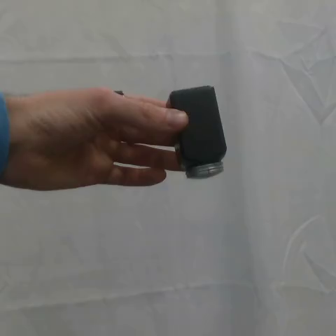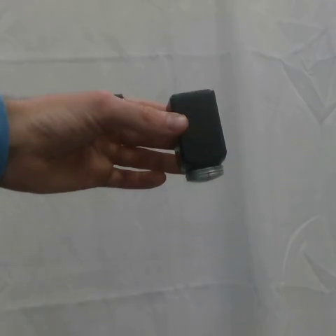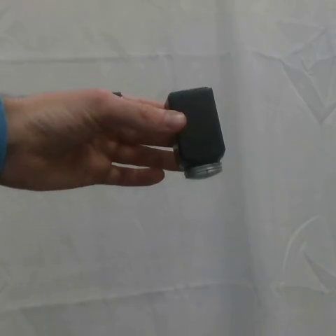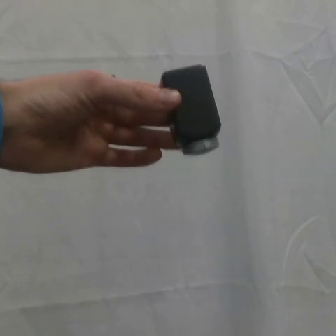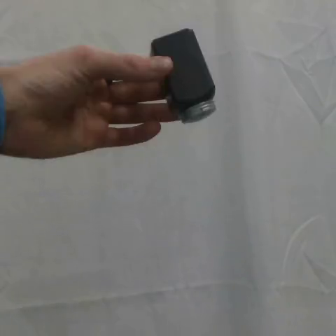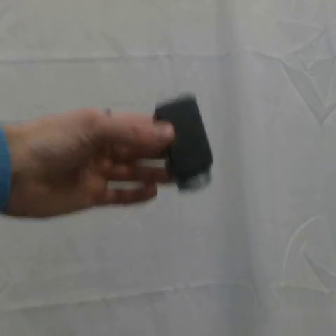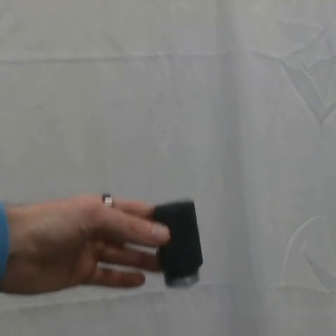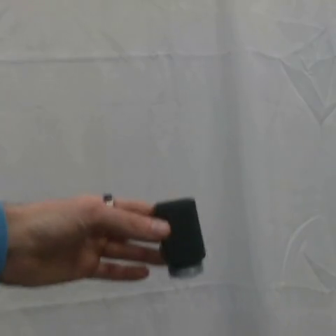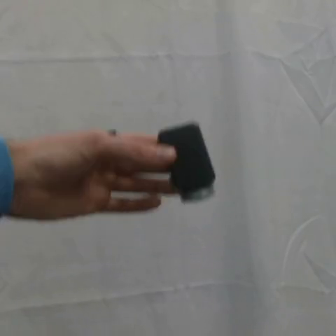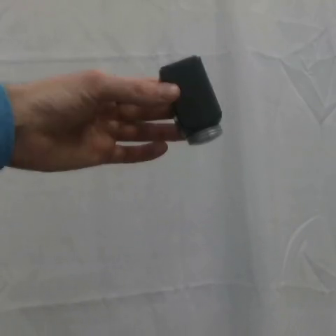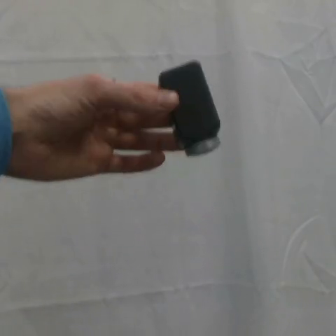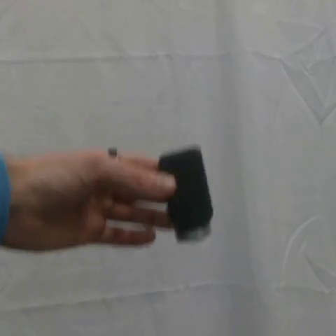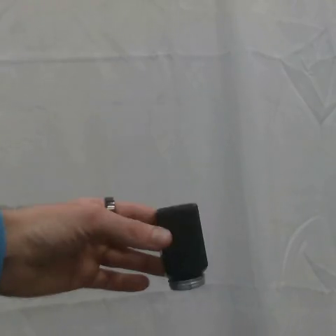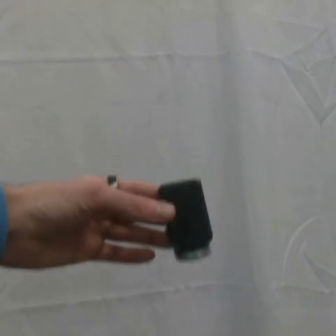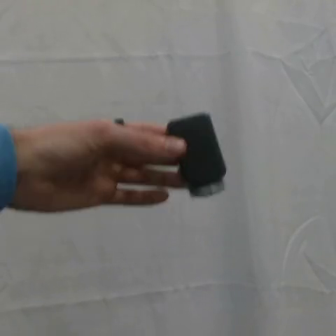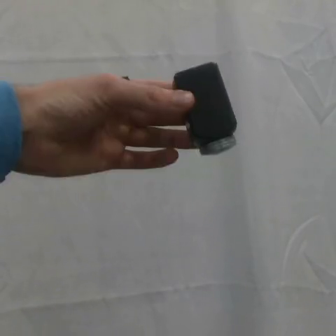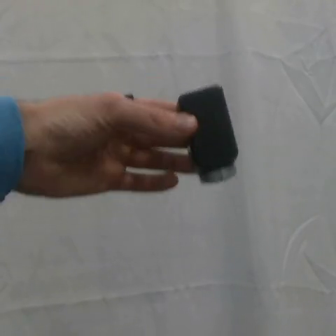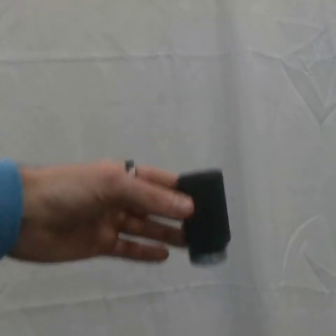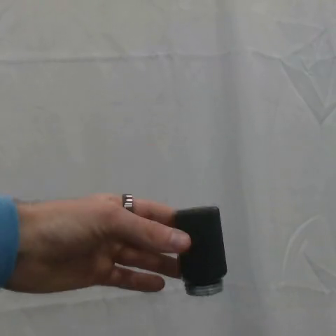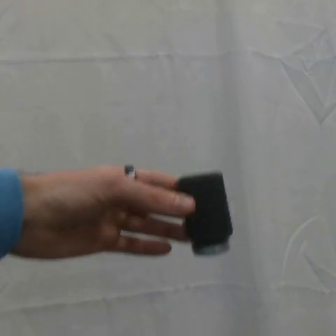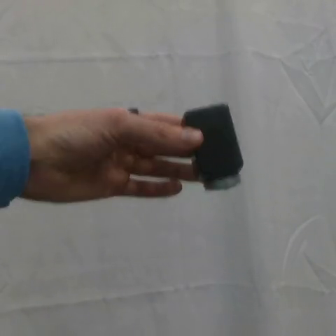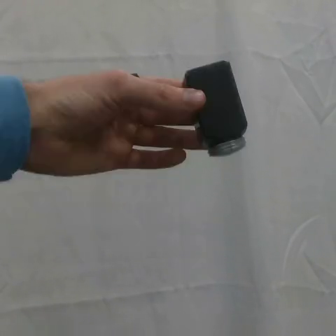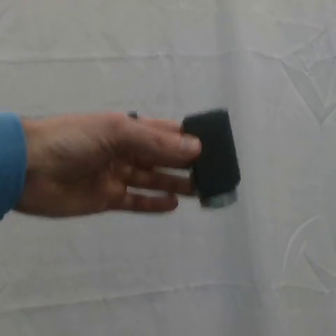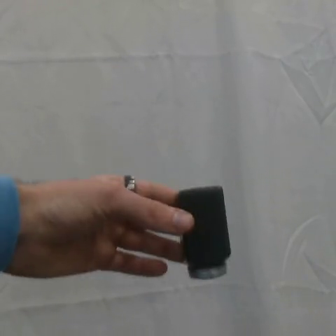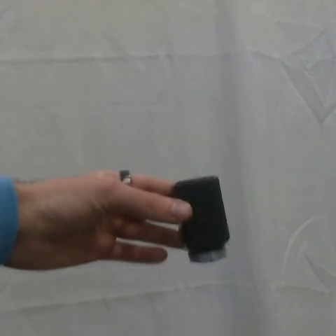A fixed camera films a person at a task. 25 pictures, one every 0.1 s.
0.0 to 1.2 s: The hand goes downward.
1.2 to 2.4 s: The hand goes upward, then downward.
Task: shake the salt shaker.
Motion: move up and down four times.
